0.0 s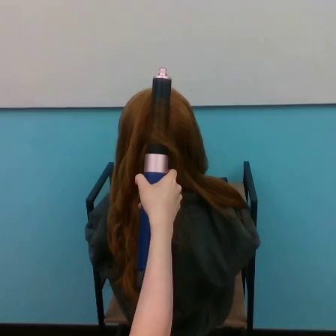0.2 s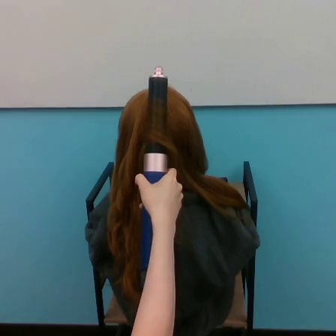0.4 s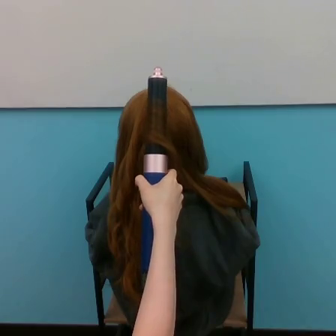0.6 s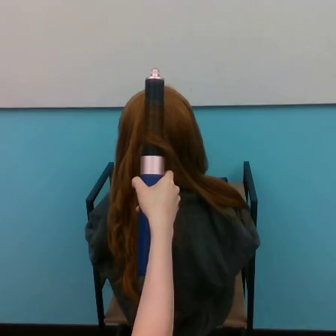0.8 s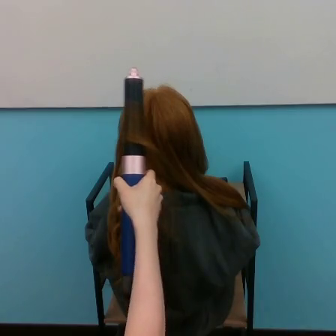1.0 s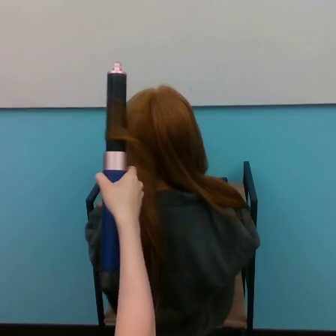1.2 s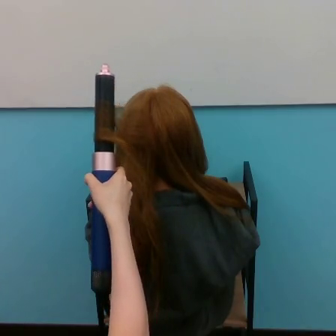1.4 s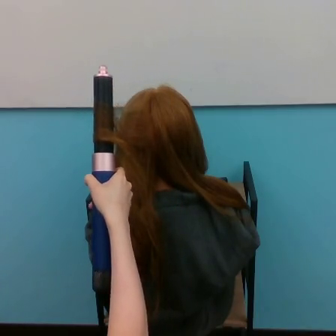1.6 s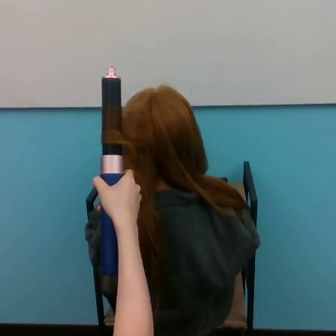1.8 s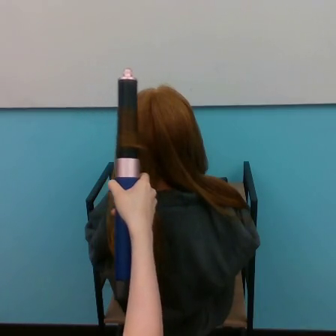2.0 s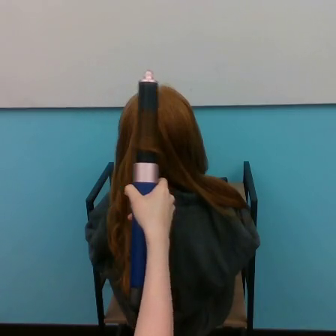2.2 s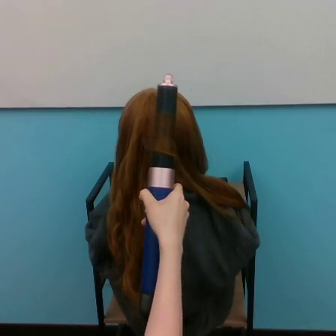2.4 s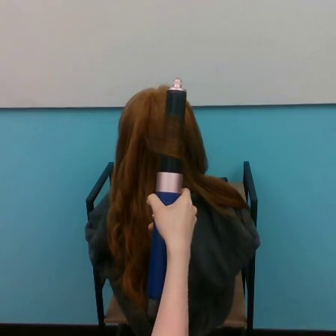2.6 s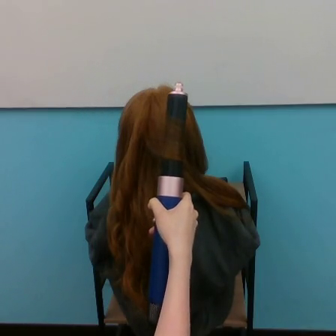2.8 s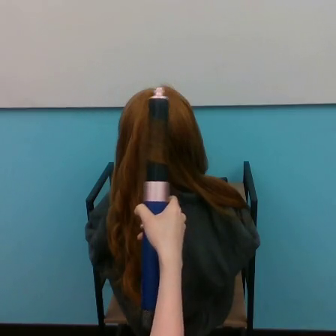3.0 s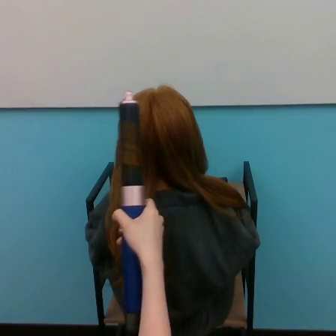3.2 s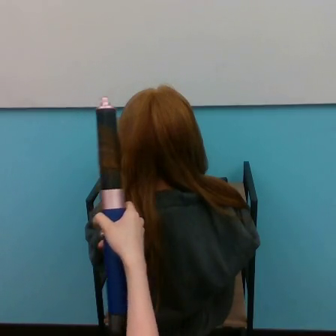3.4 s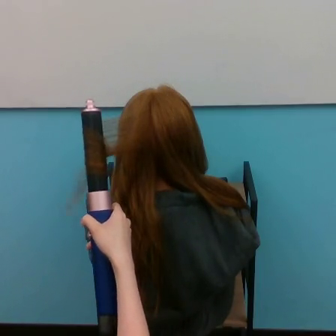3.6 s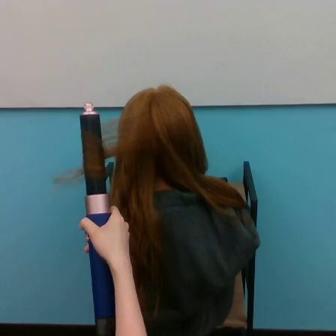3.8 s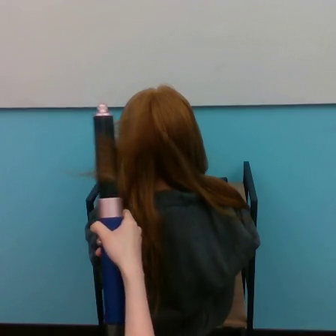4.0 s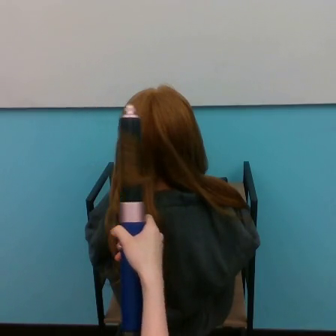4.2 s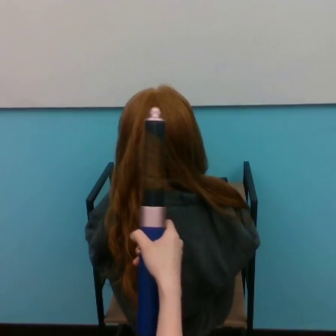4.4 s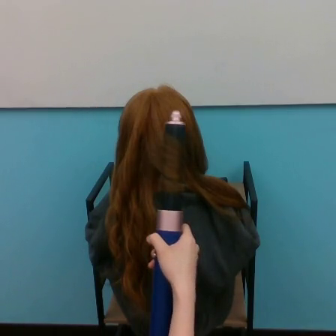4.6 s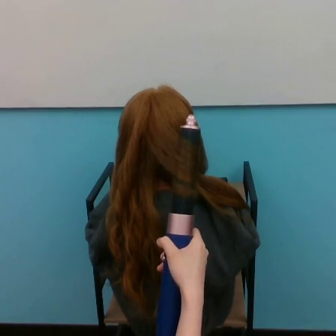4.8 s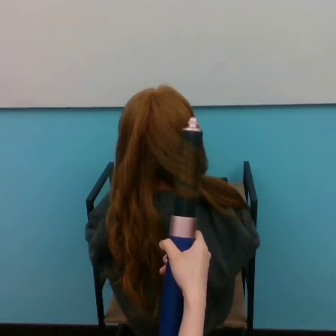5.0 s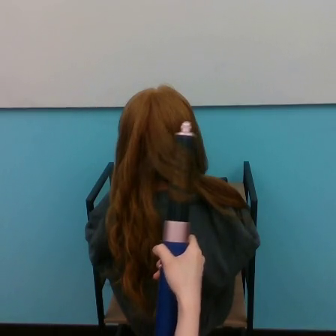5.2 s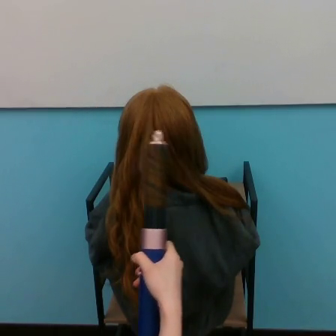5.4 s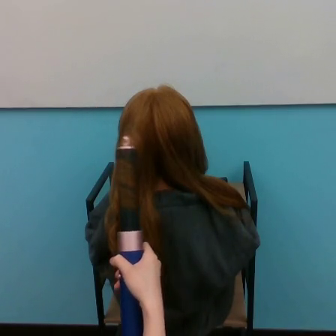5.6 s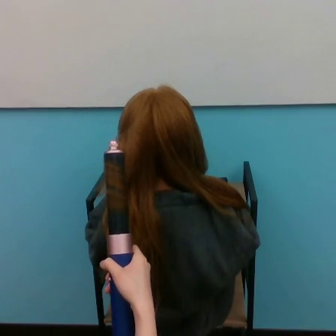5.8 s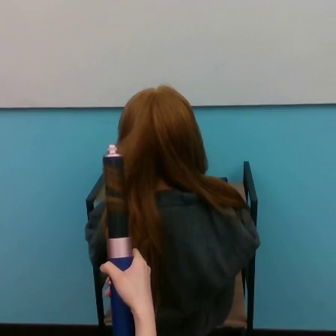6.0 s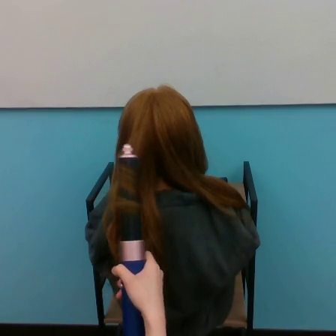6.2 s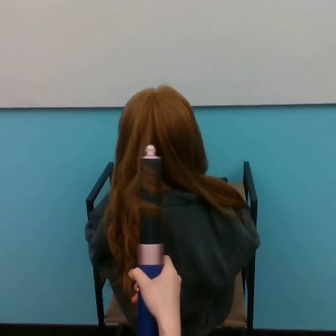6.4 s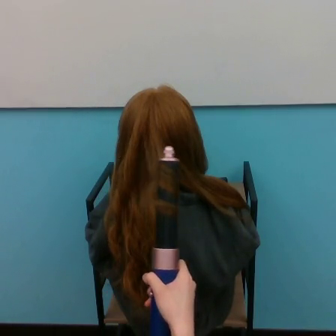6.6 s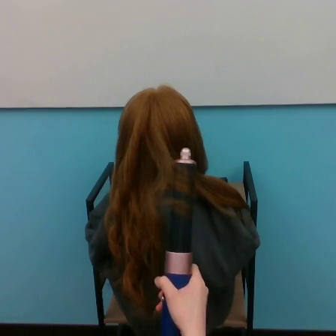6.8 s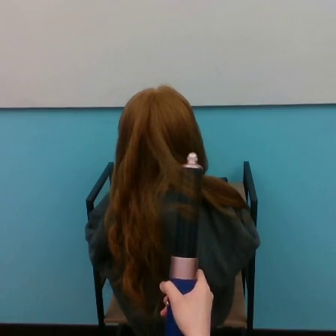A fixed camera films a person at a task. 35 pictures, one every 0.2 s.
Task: curl hair.
Motion: move downward, making horizontal oscillations to the left and to the right.
0.0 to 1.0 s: The hand goes to the left.
1.0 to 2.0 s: The hand goes to the right.
2.0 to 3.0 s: The hand goes to the right and downward, then to the left, on a clockwise arc.
3.0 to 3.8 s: The hand goes to the left.
3.8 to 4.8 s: The hand goes to the right.
4.8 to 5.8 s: The hand goes to the left.
5.8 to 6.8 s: The hand goes to the right and downward.
